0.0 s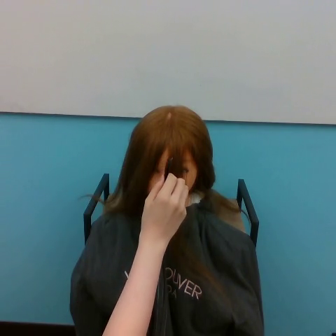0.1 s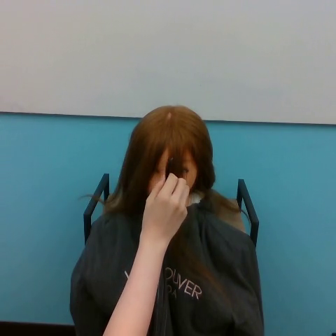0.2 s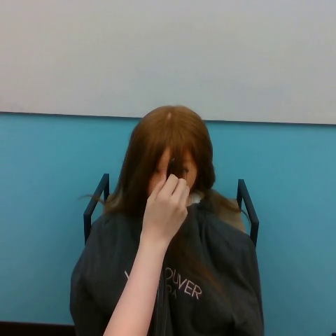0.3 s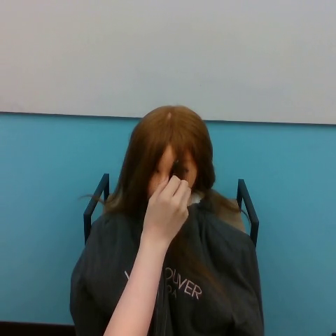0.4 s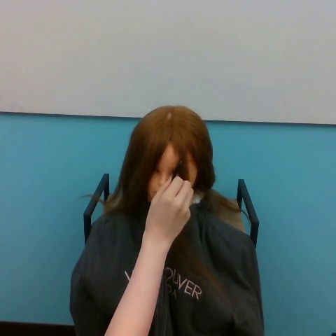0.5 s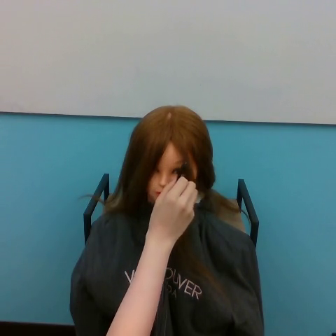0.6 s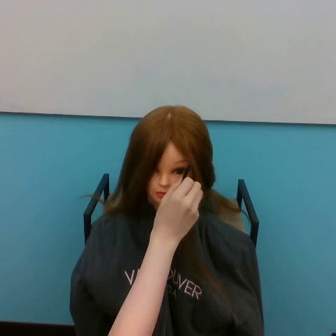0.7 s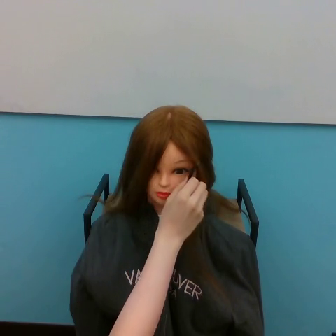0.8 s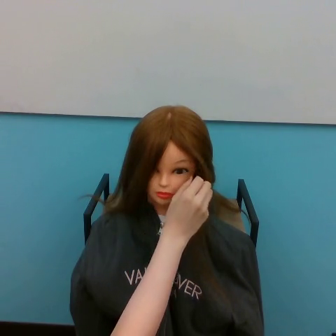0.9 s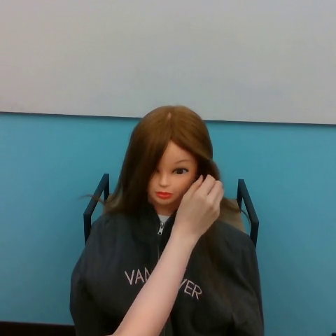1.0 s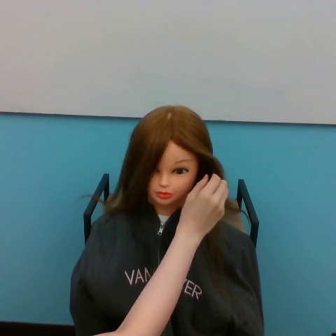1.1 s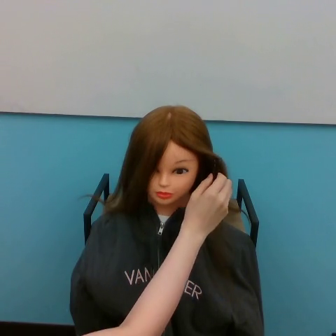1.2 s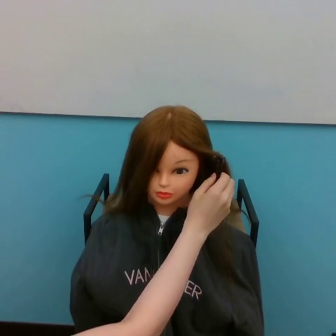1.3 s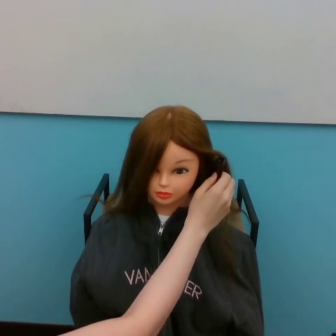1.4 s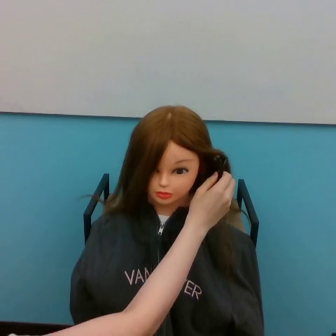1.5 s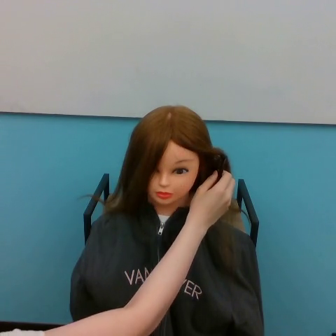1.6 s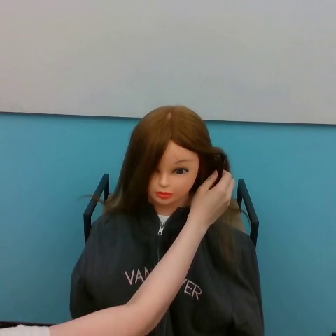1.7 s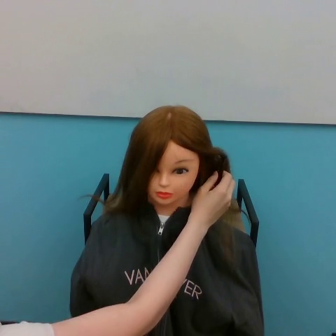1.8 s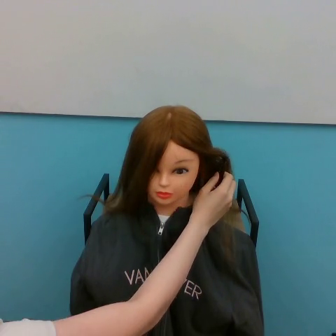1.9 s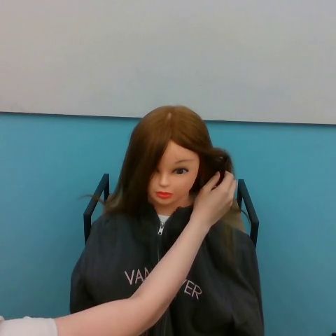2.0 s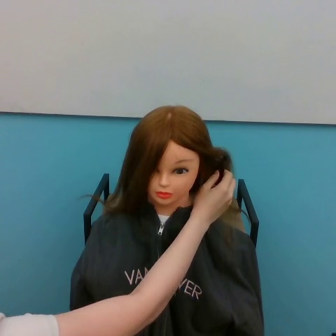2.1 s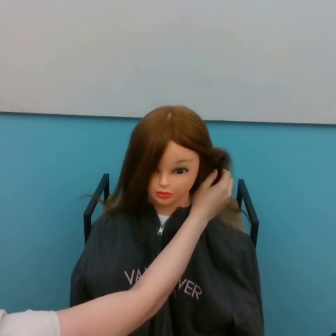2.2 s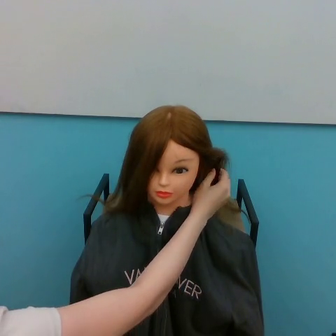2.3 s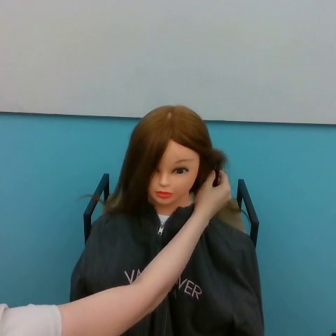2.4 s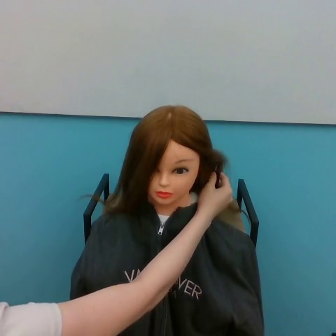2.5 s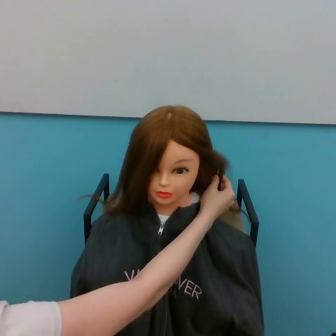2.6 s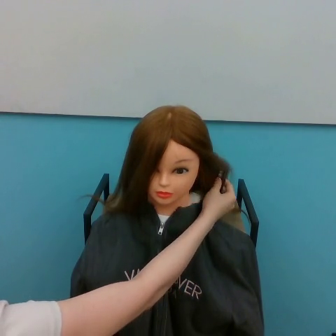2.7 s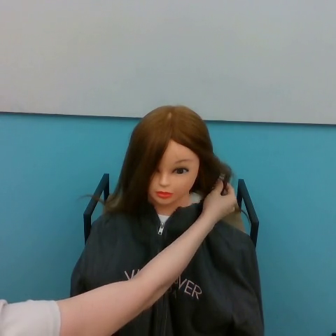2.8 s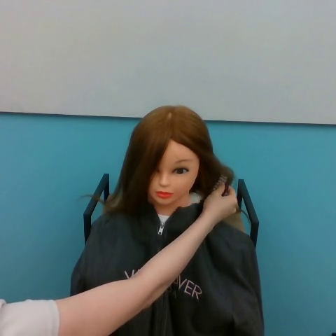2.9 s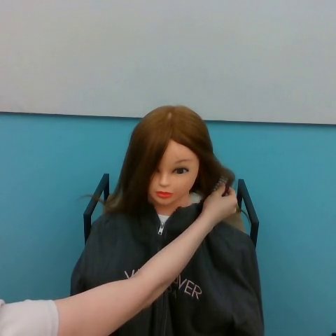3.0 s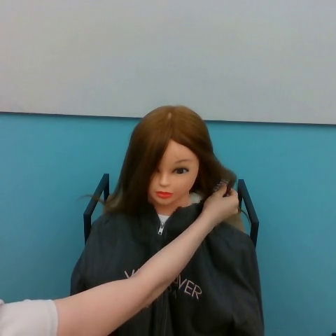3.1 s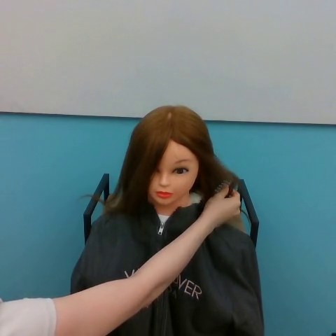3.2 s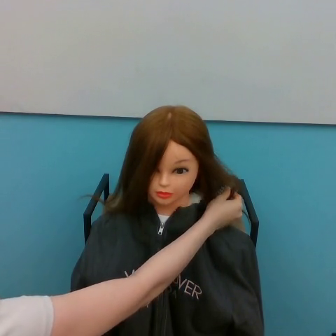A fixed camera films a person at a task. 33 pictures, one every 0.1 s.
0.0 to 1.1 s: The hand goes to the right.
1.1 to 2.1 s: The hand moves only a little.
2.1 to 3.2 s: The hand goes downward.
Task: part hair.
